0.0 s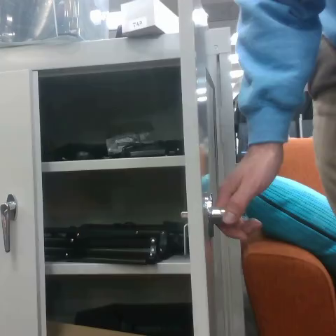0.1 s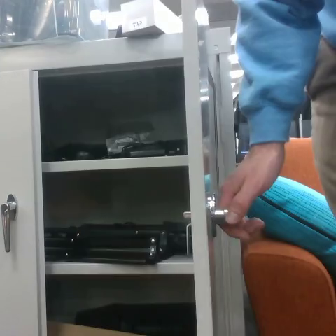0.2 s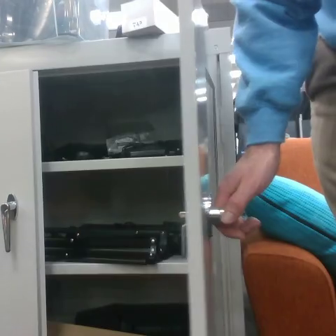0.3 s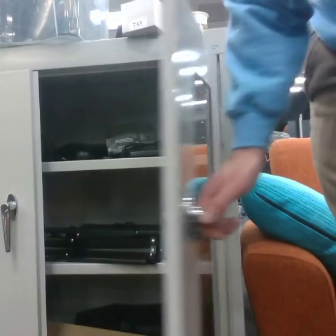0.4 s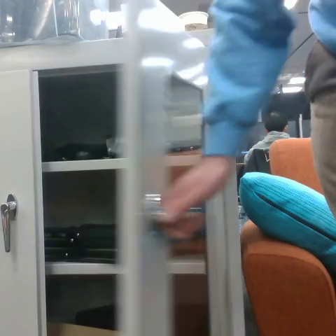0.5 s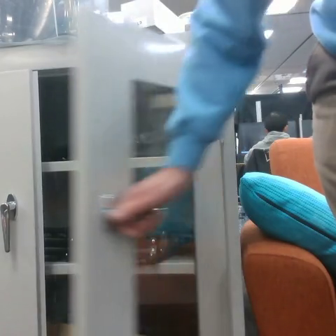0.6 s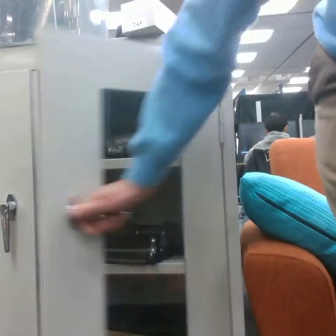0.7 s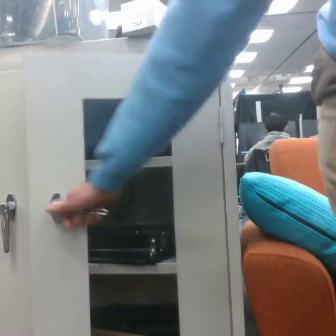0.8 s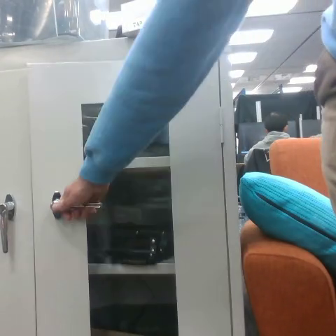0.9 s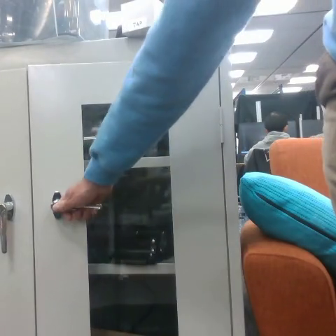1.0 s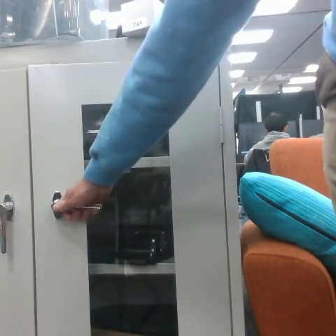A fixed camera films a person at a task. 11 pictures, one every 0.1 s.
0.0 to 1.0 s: The hand goes to the left.
Task: close the cabinet.
Motion: move to the left quickly.
